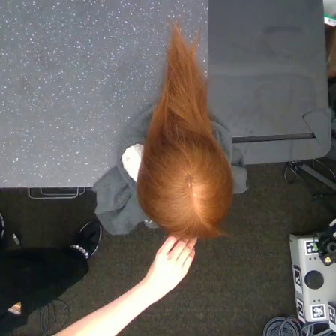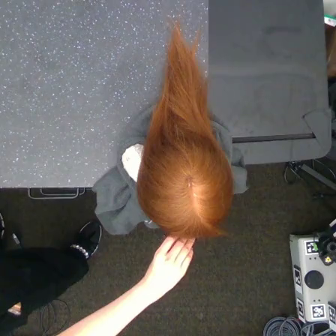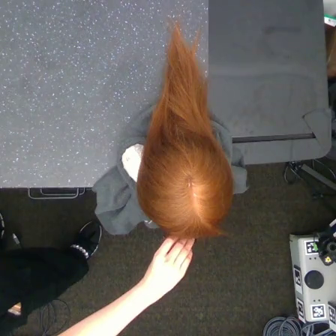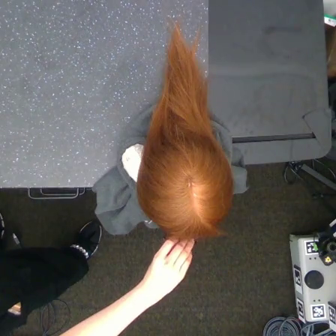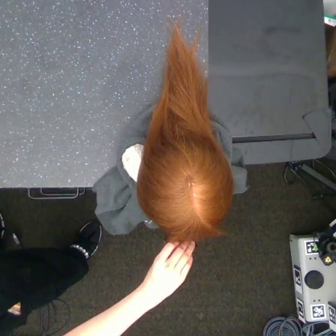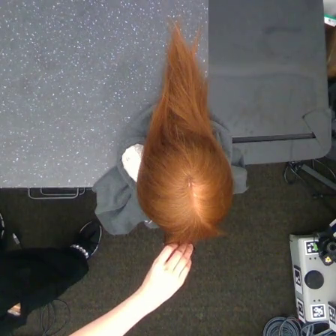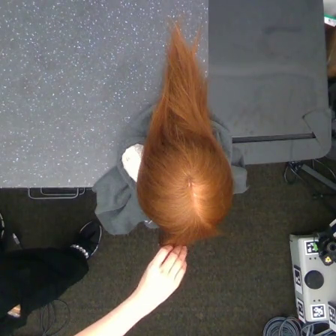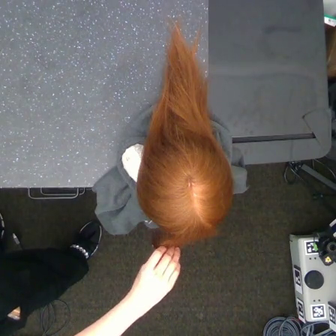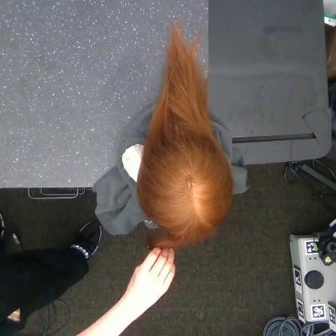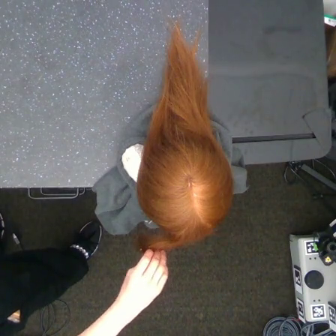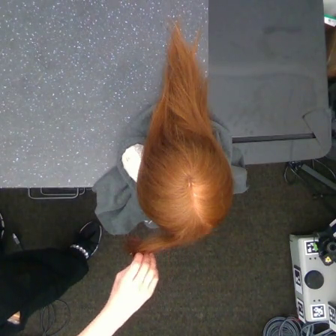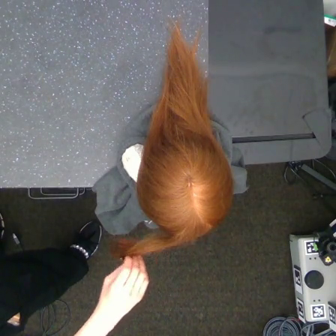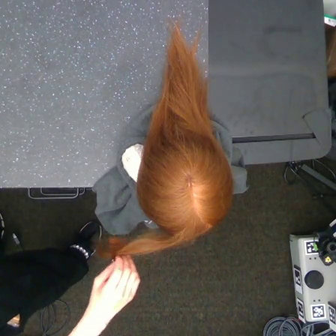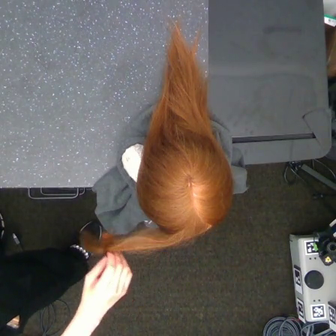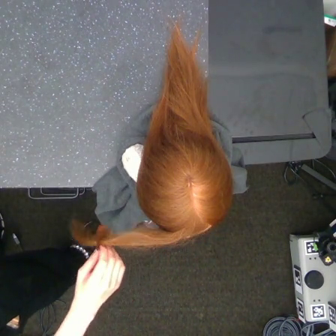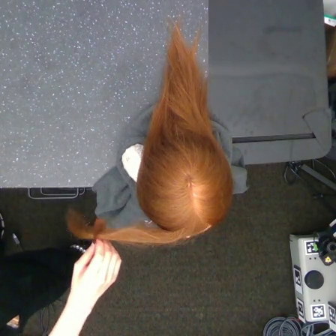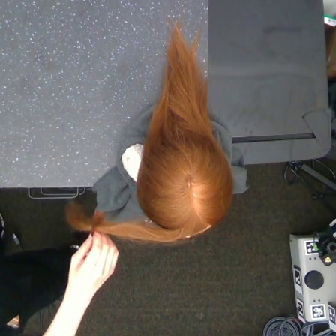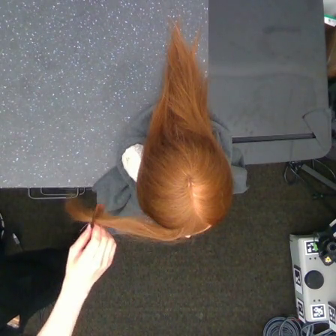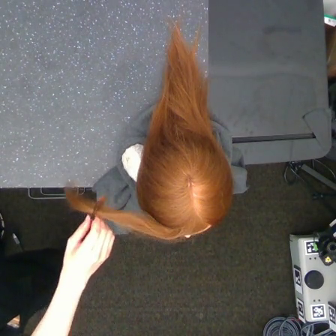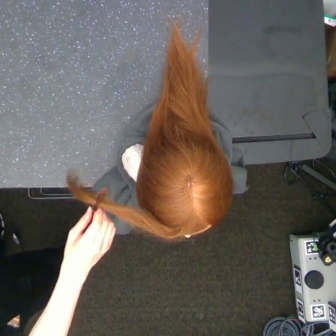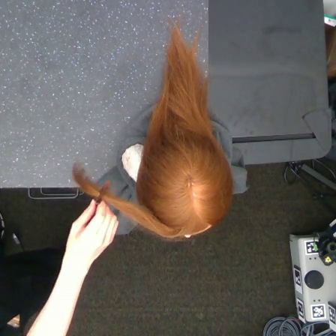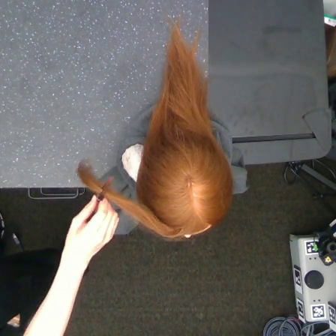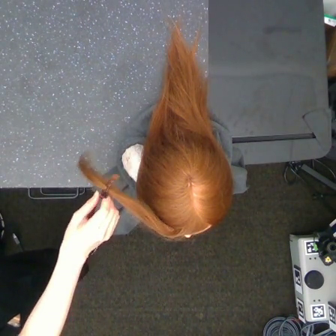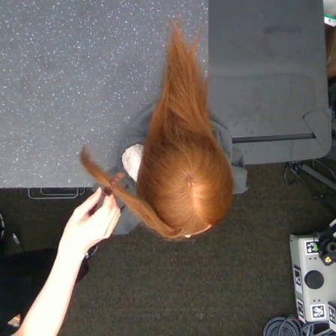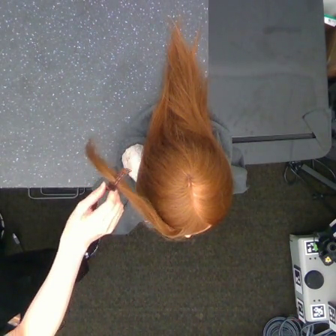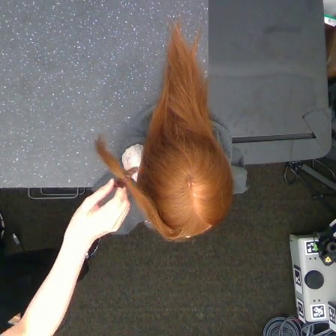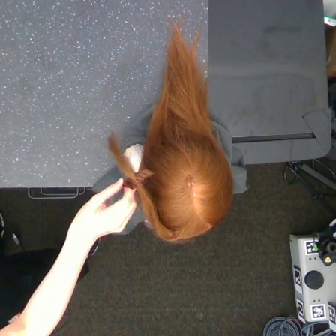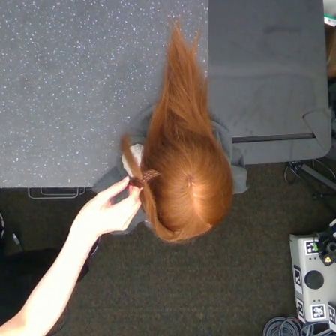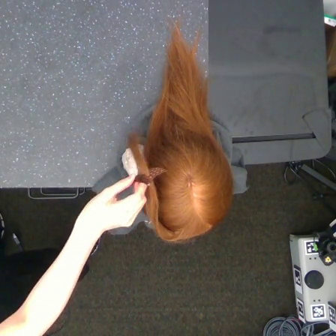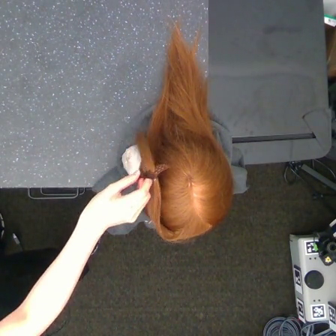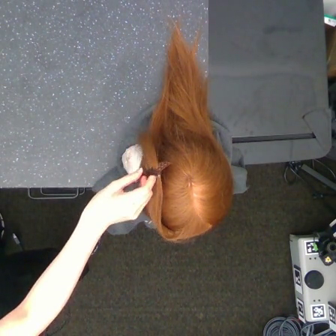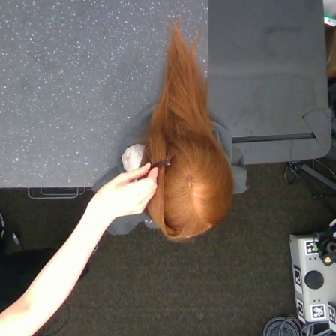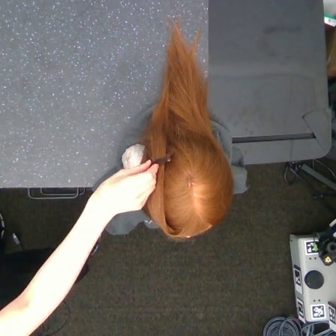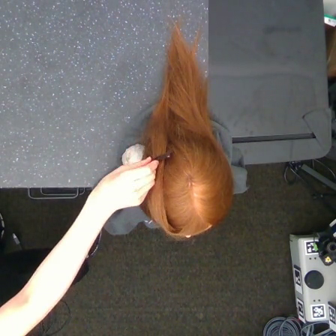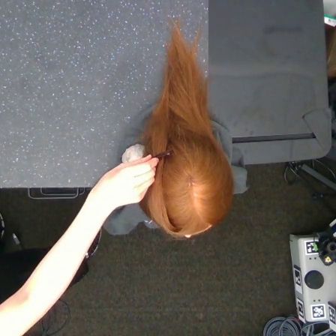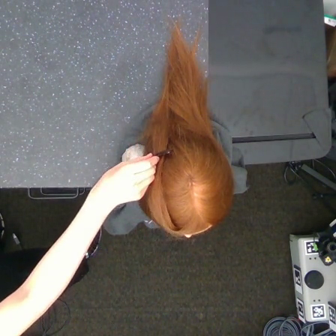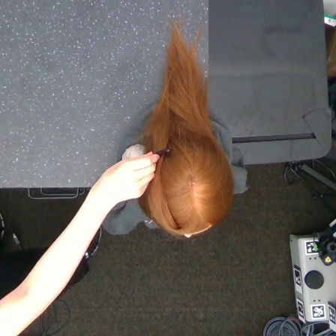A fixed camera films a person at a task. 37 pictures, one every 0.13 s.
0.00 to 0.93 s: The hand goes to the left and downward.
0.93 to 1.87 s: The hand goes to the left.
1.87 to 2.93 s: The hand goes upward.
2.93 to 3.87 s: The hand goes to the right and upward.
3.87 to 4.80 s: The hand goes upward.
Task: tidy front hair.
Motion: make a half circular motion clockwise, then move upward.
